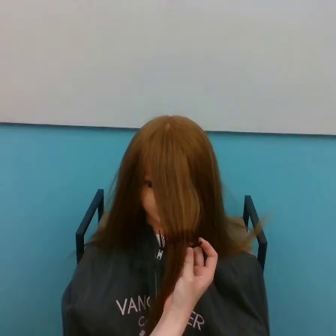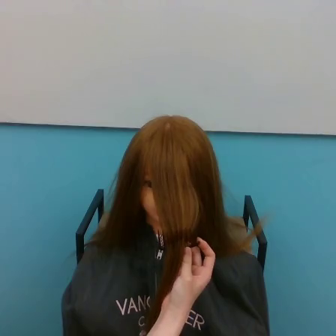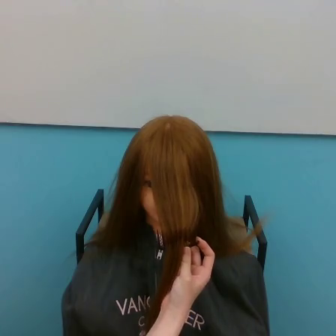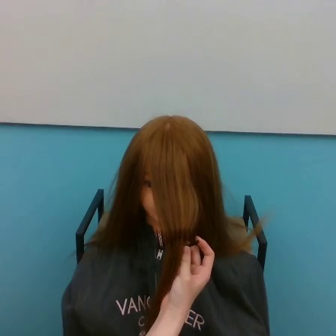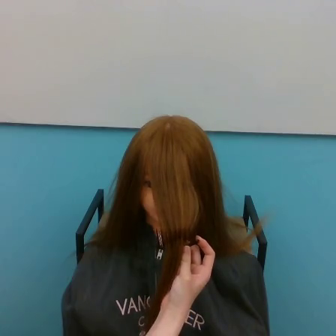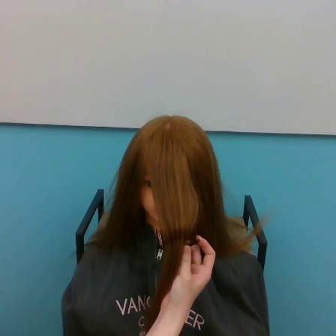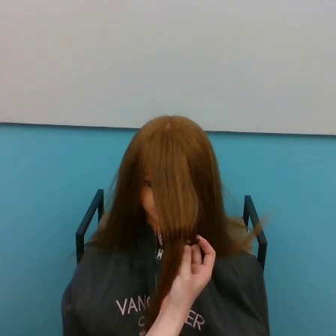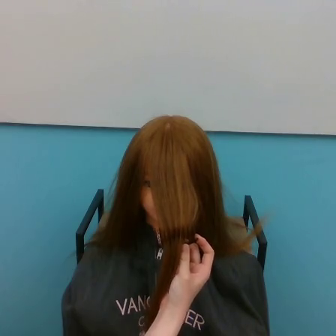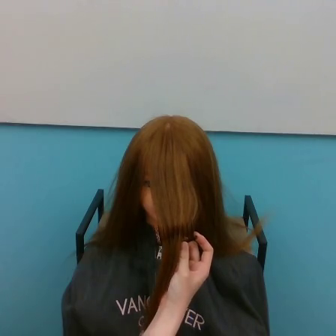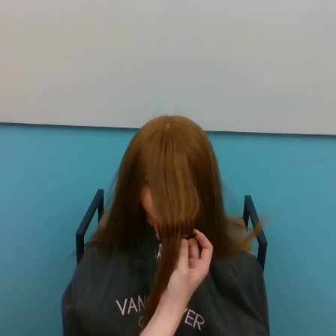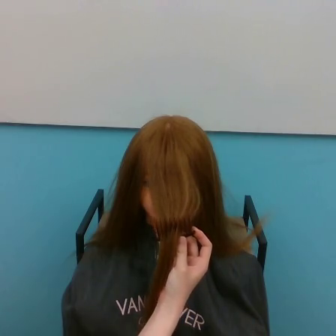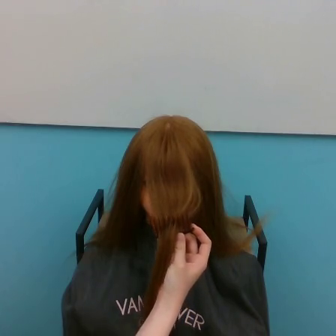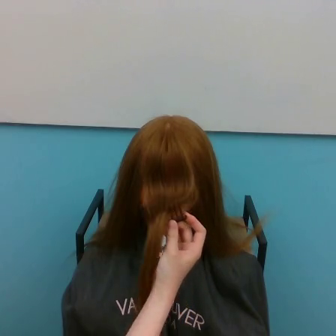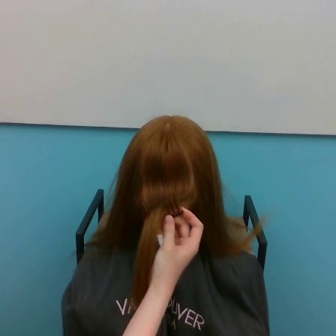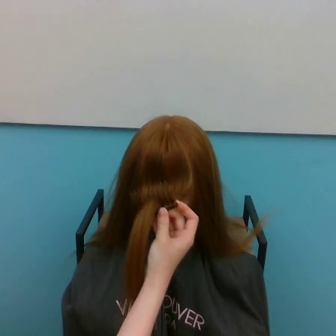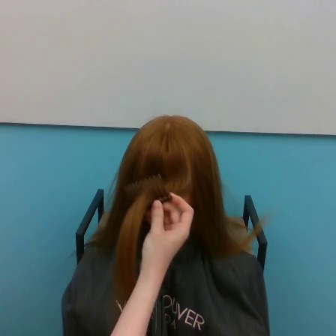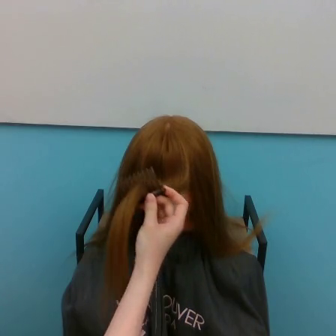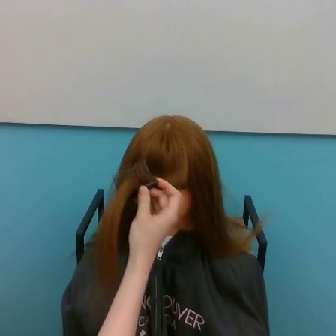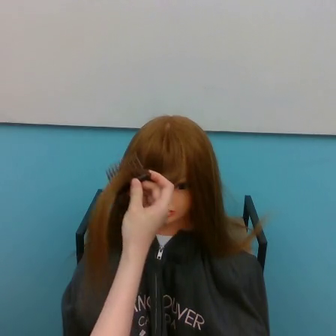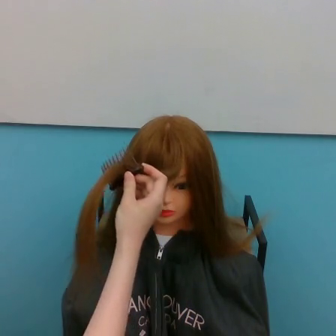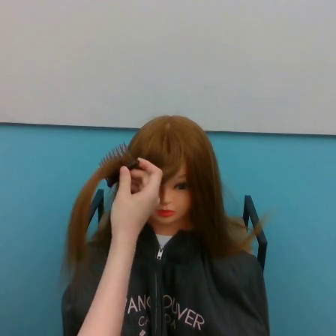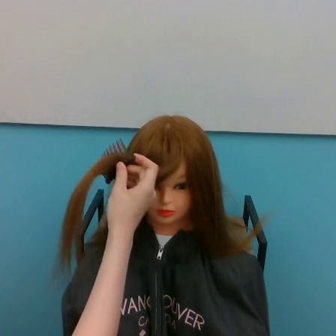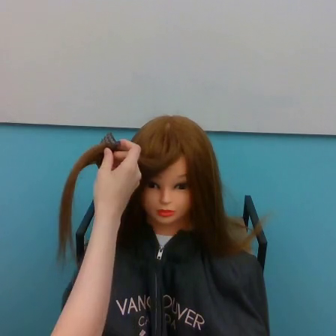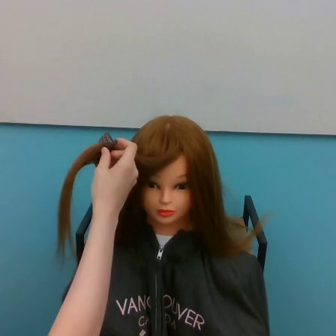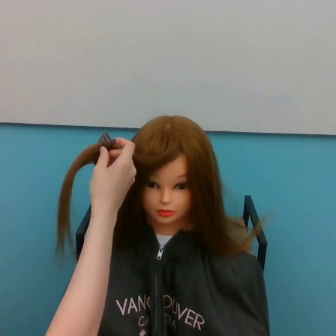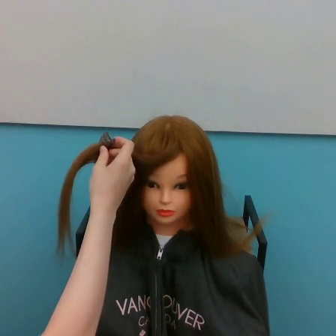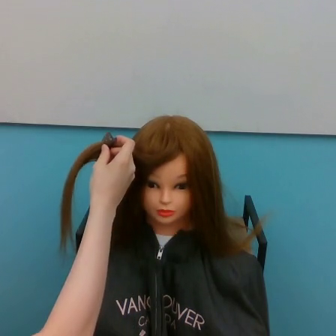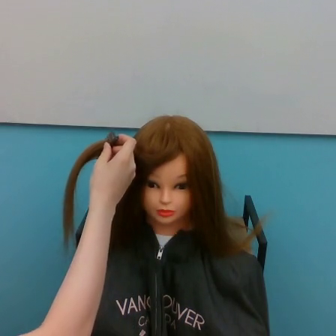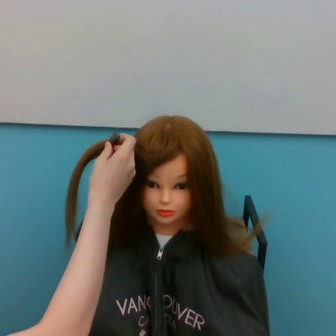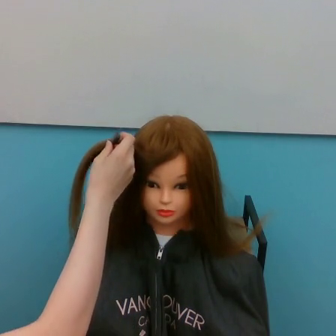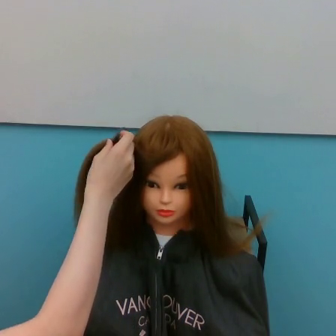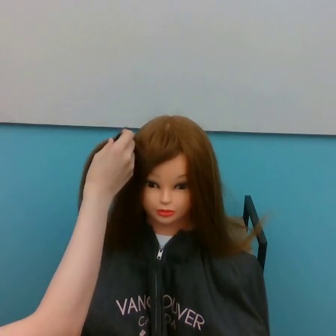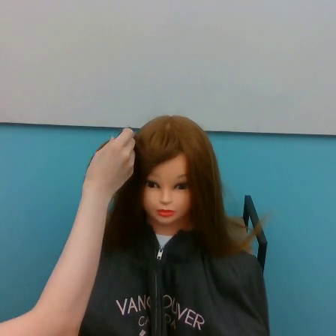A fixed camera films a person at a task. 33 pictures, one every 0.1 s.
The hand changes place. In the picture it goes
upward.
0.0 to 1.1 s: The hand moves only a little.
1.1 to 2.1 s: The hand goes upward and to the left.
2.1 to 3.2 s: The hand goes upward and to the left.
Task: tidy front hair.
